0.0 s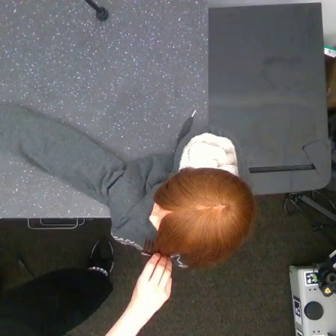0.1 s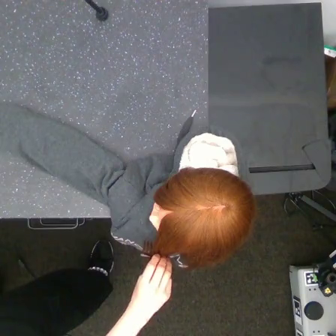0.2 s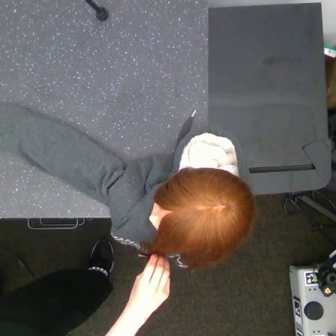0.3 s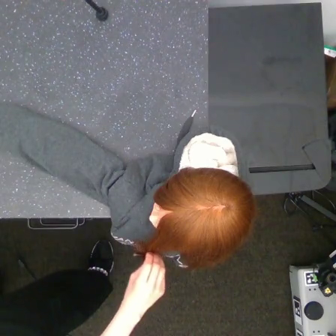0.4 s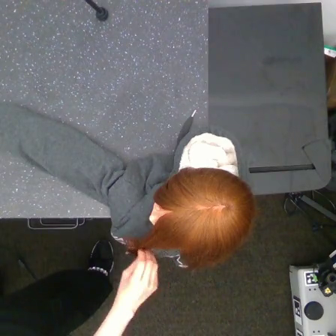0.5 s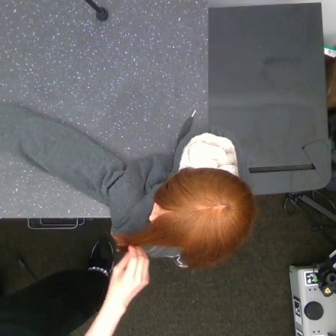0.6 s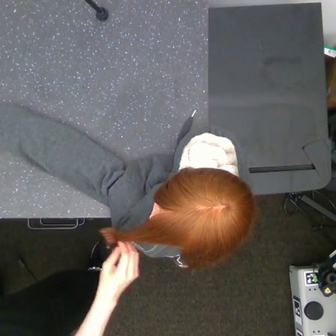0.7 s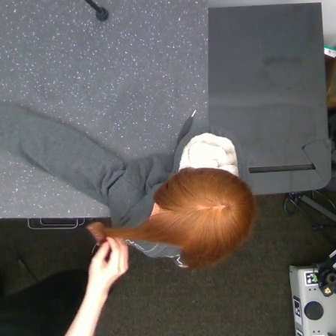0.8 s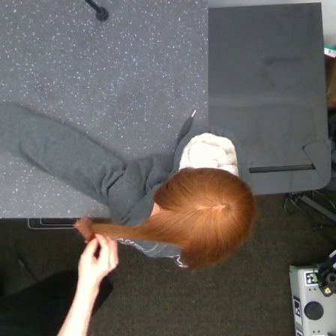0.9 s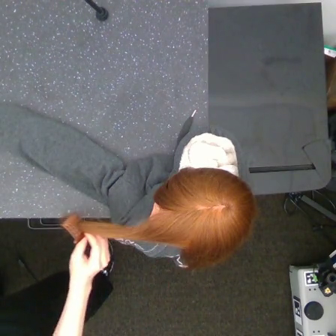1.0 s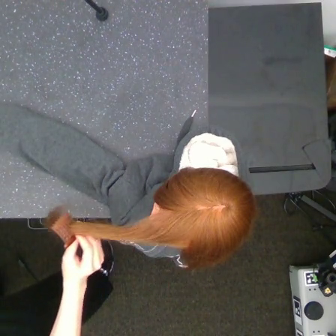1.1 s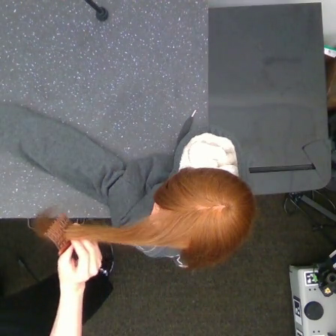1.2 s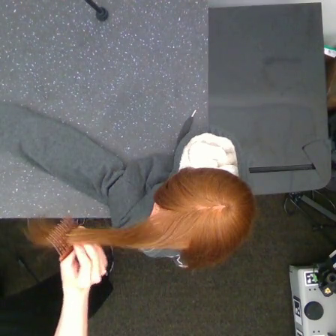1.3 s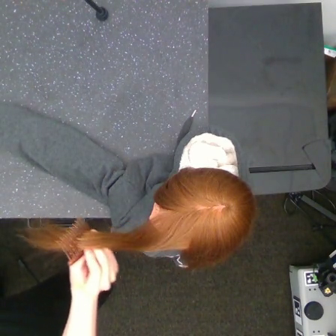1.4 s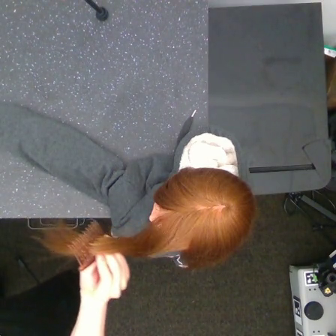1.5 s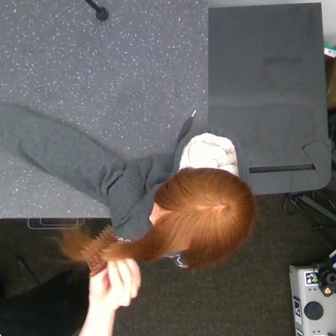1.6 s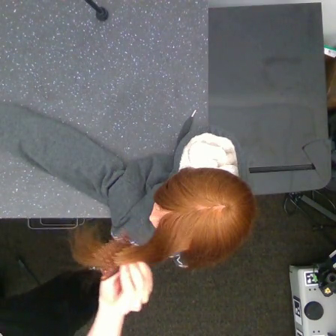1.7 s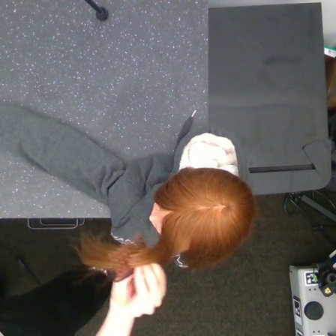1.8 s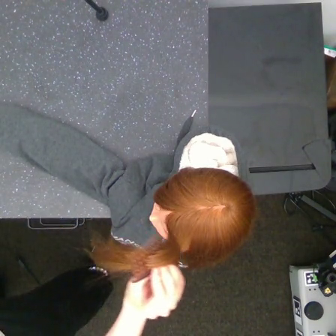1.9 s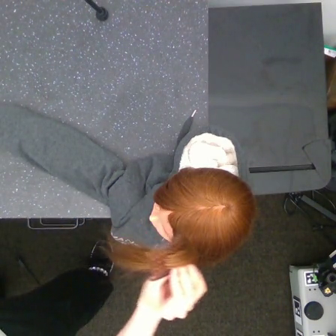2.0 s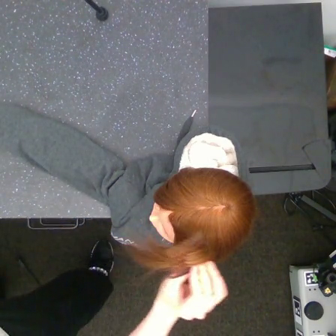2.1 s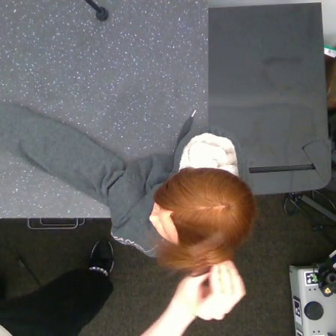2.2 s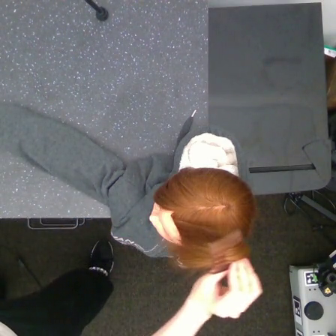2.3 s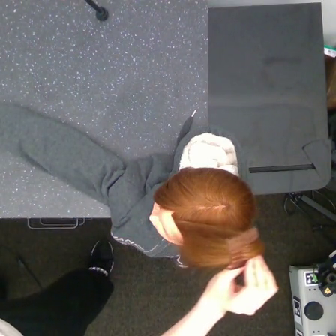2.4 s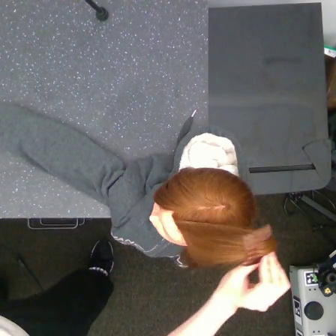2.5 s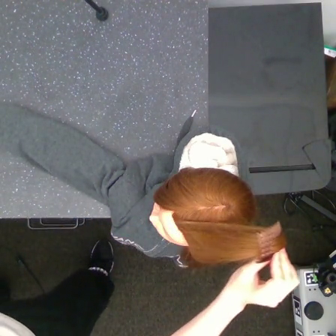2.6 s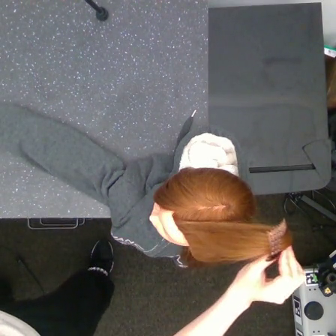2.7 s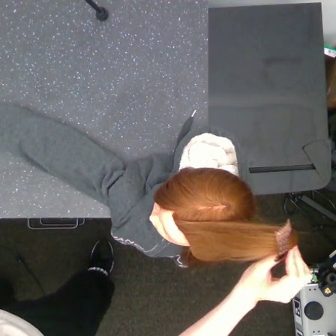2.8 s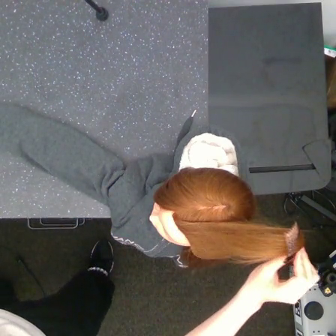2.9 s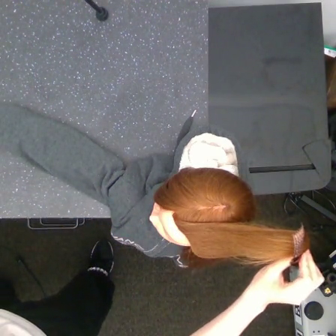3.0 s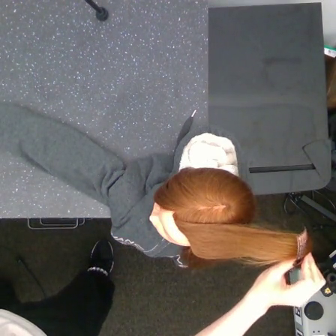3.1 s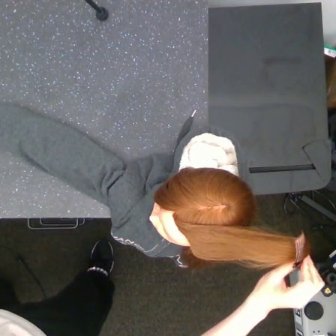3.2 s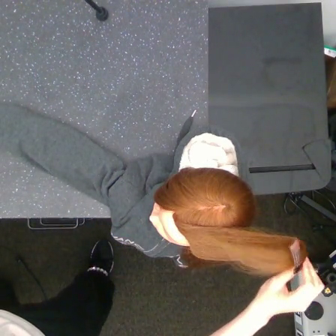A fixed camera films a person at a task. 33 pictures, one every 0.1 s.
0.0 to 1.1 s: The hand goes to the left.
1.1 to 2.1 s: The hand goes to the right.
2.1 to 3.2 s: The hand goes to the right.
Task: tidy side hair.
